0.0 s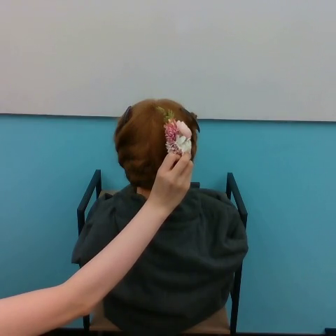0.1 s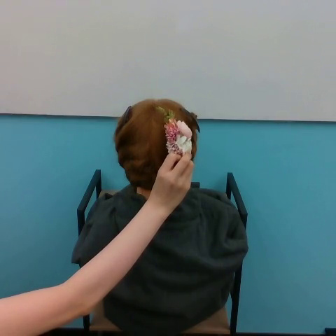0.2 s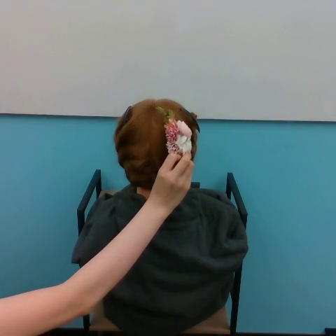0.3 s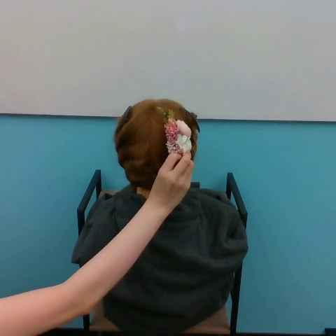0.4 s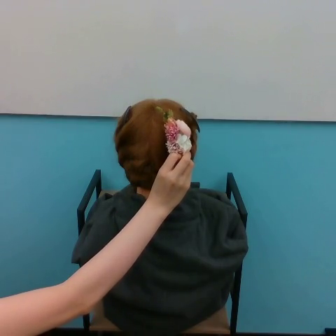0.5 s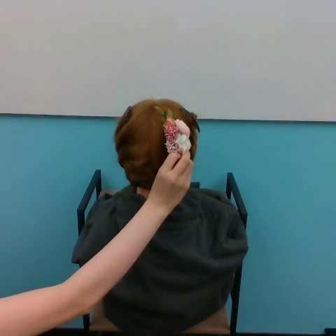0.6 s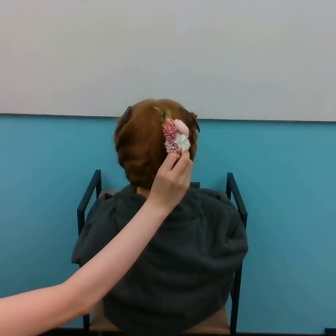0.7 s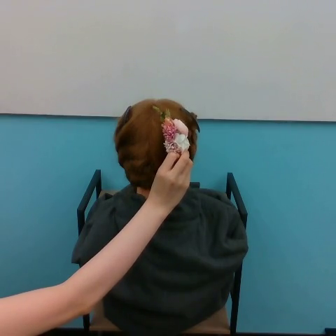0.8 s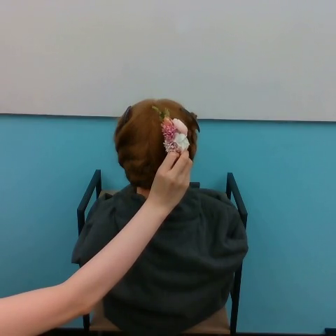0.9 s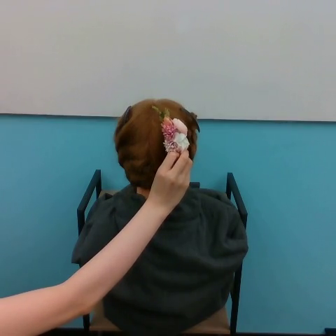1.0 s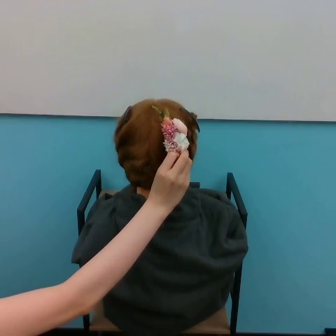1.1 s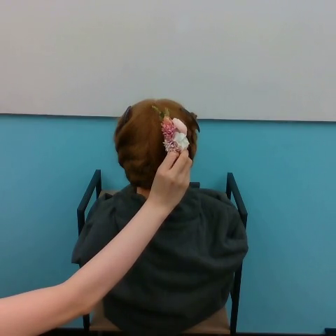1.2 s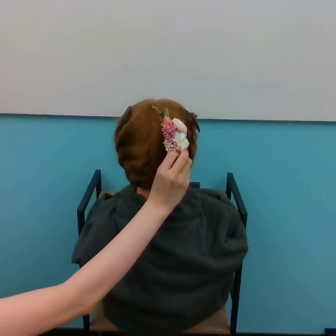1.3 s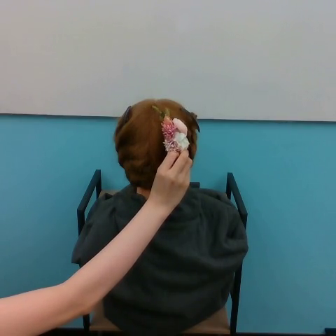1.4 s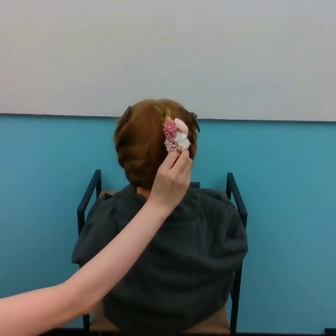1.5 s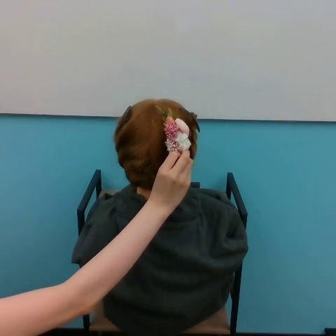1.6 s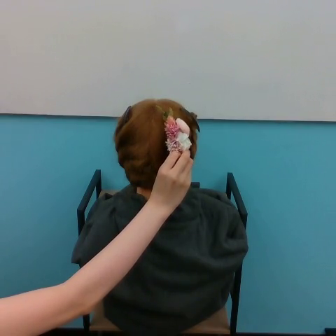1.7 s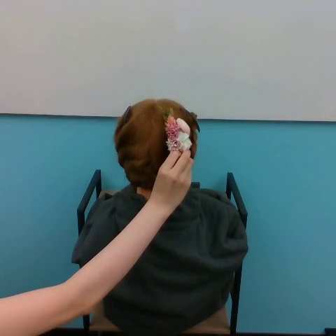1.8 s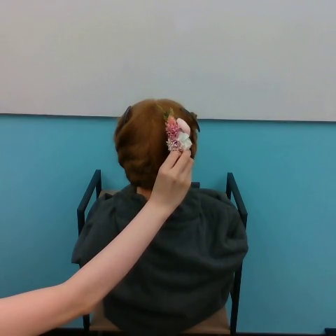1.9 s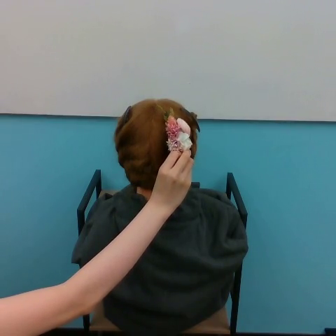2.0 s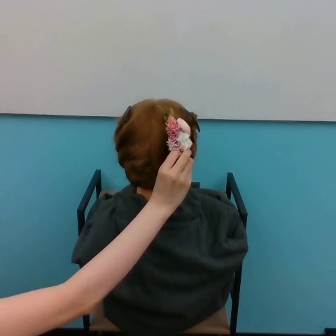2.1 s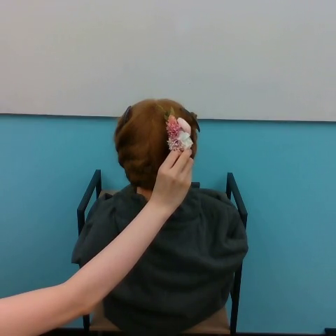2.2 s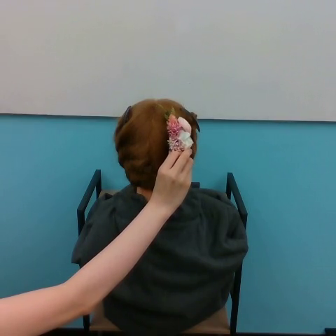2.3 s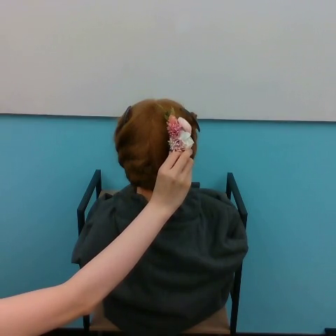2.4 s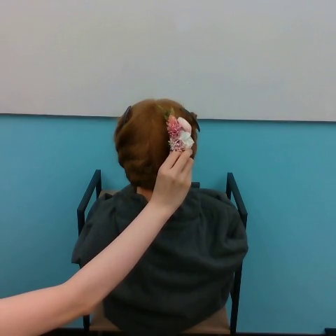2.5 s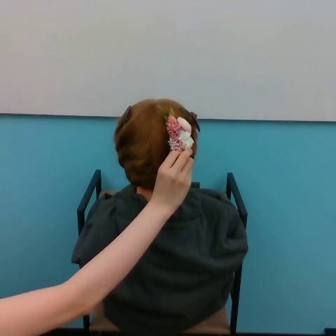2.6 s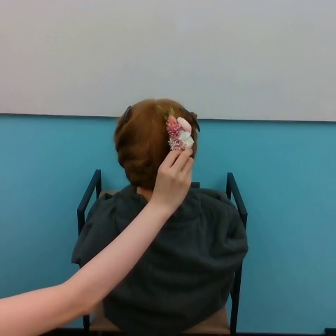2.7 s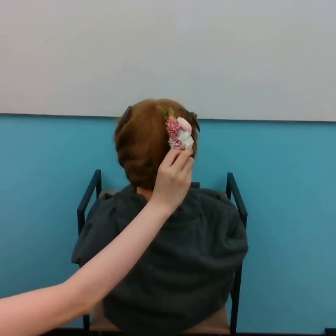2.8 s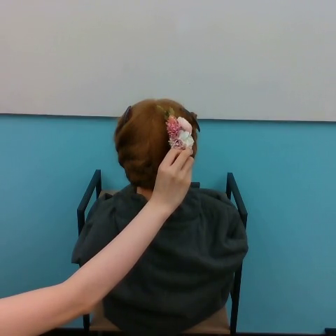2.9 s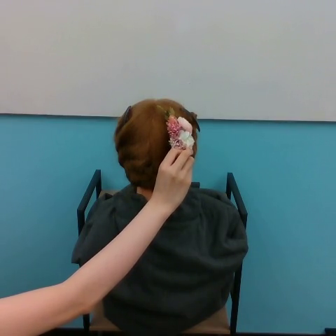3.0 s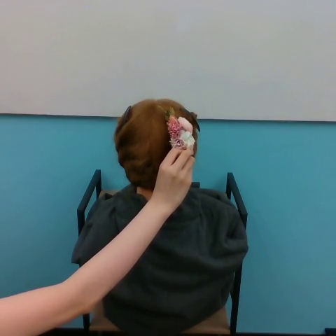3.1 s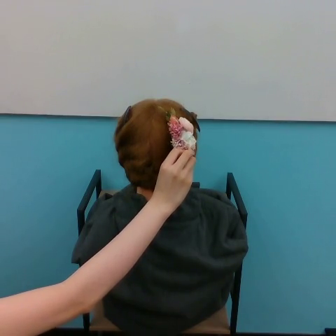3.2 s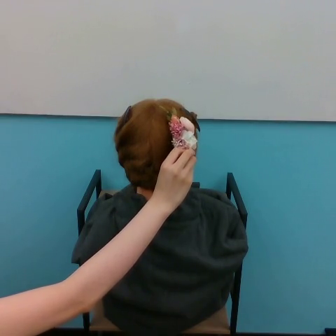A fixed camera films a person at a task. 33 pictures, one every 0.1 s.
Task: tuck flower in hair.
0.0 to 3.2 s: The hand moves only a little.
